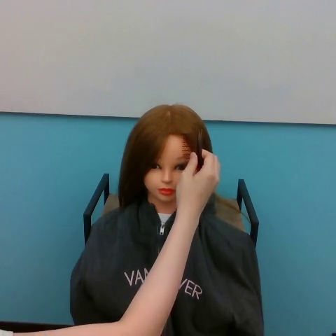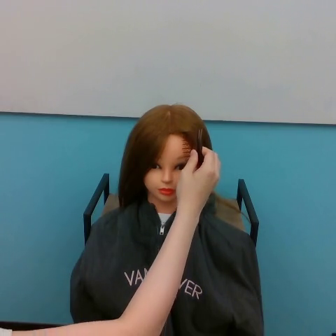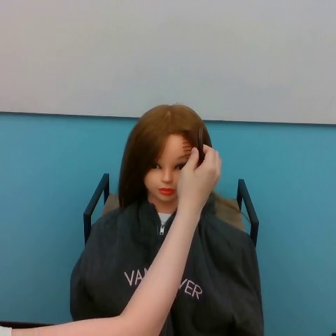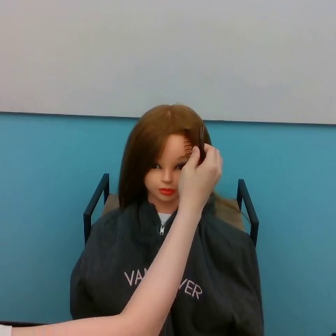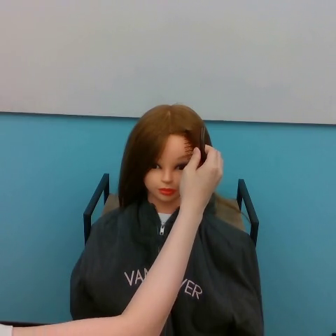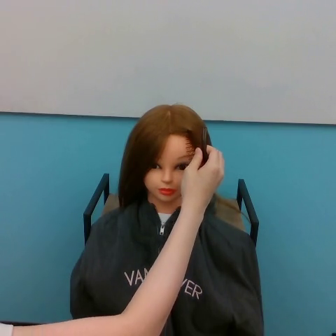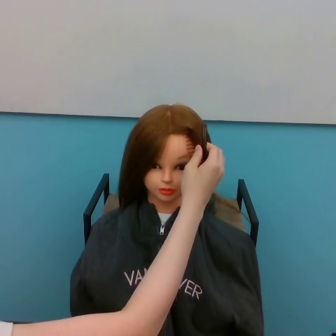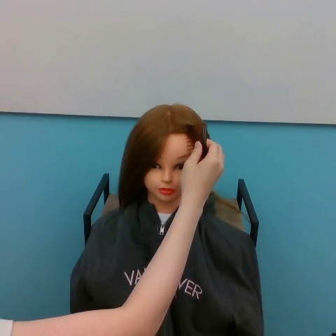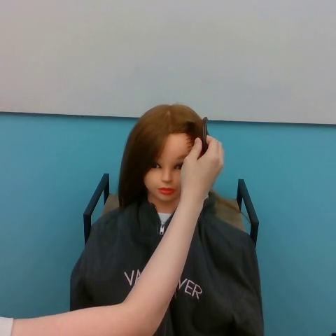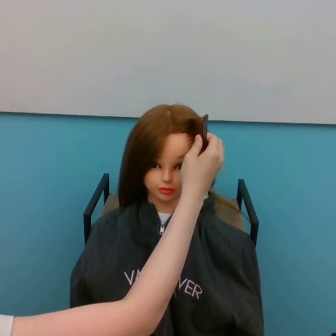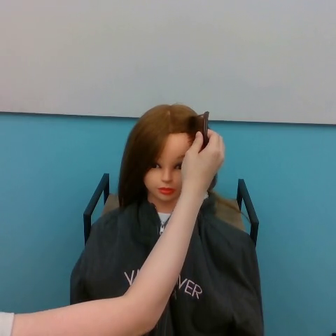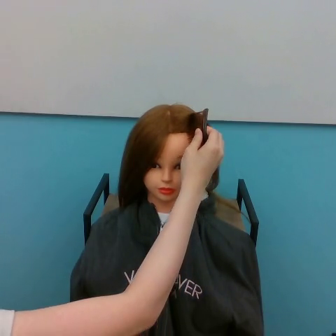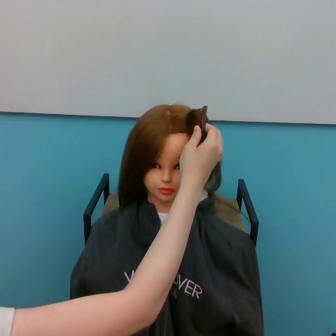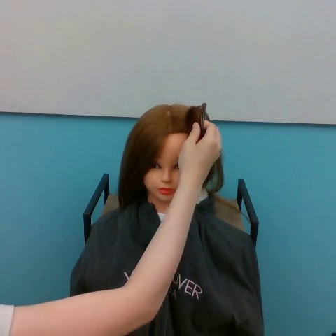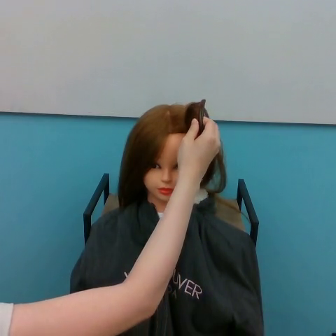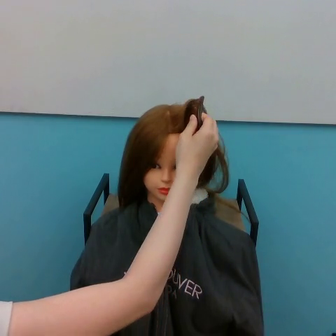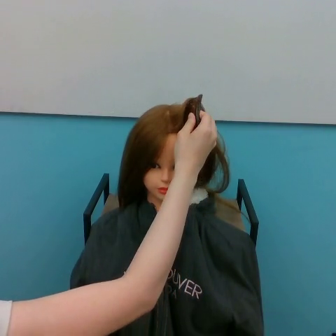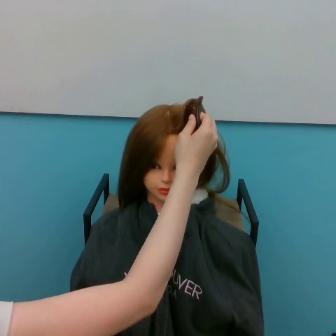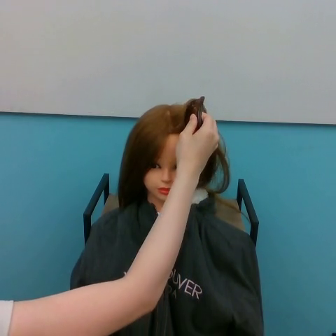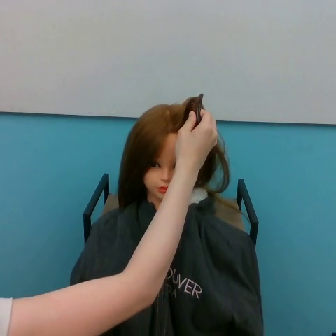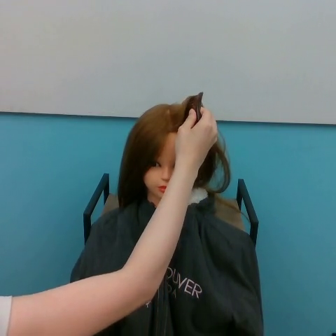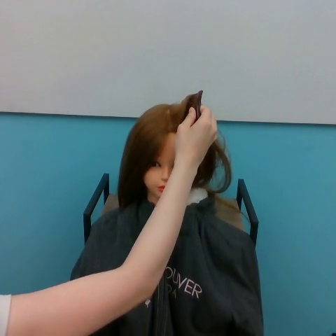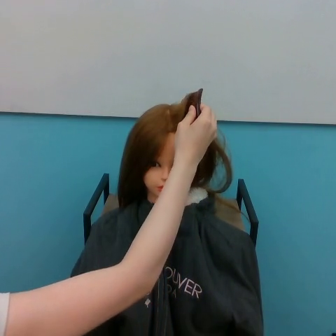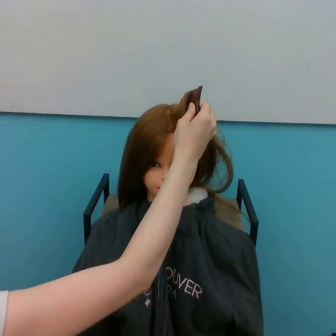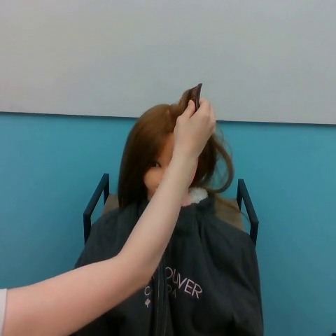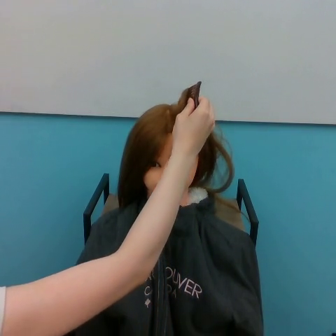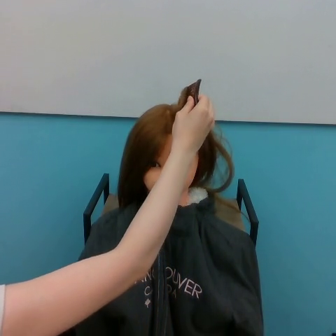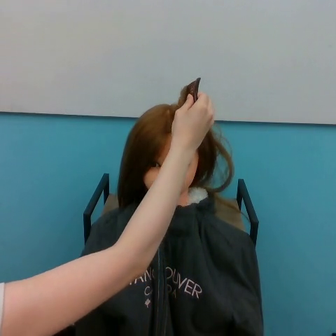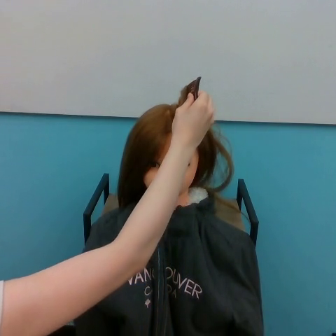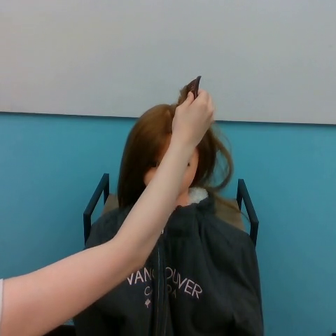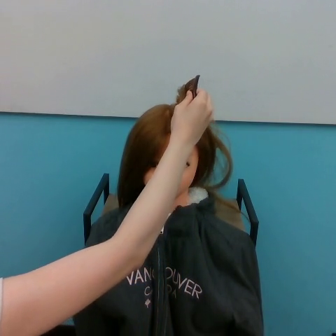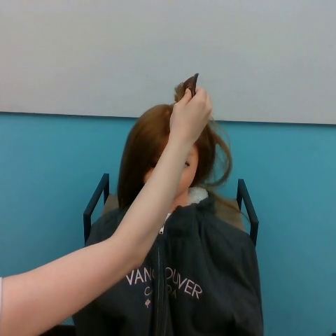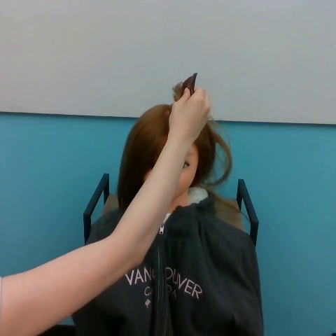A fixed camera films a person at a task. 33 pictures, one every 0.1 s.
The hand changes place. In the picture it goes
upward.
0.0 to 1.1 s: The hand goes upward.
1.1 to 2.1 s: The hand goes upward.
2.1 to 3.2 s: The hand goes upward.
Task: part hair.
